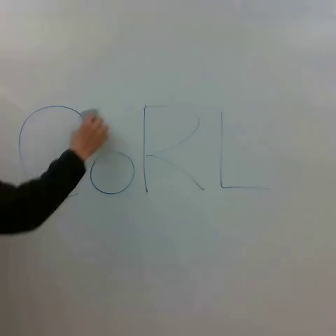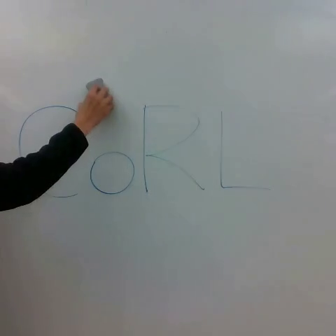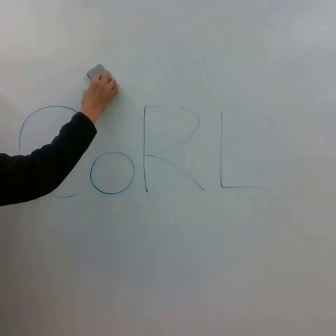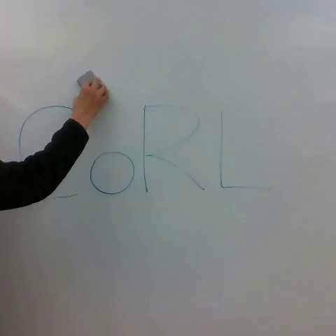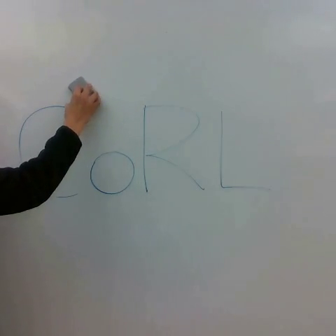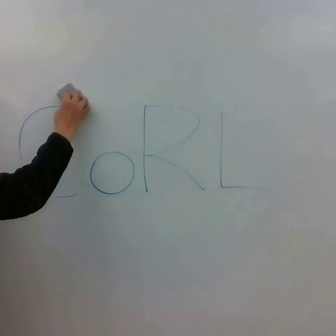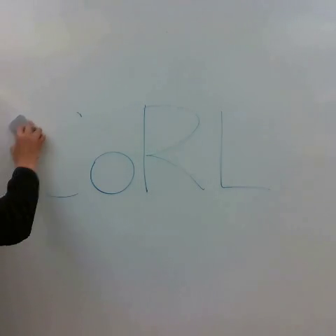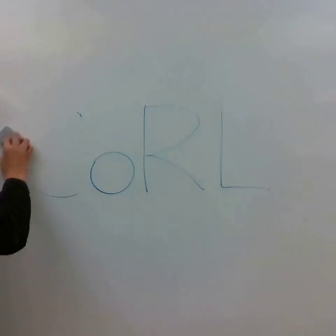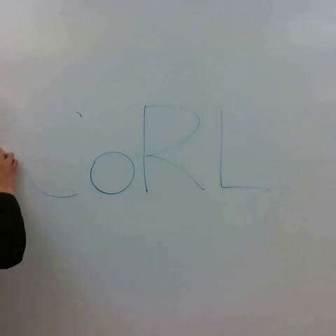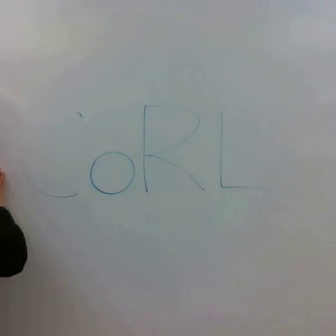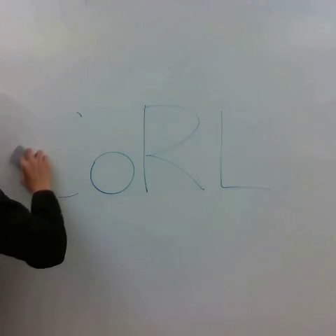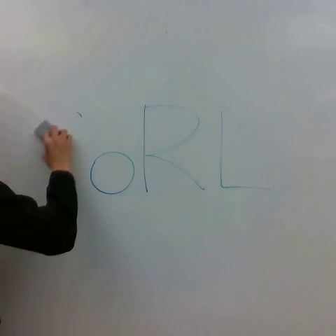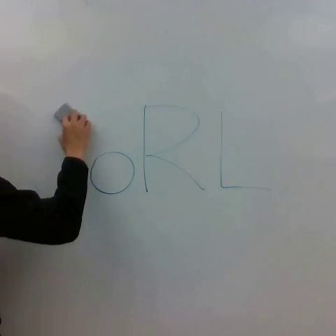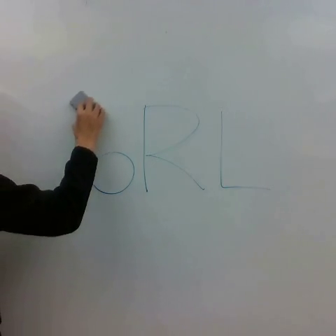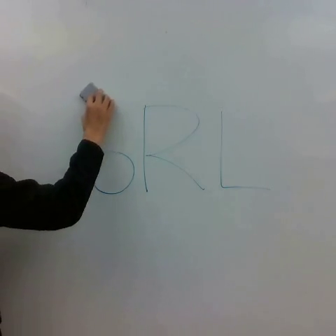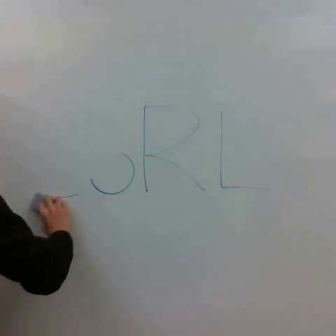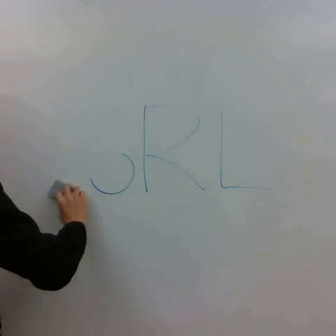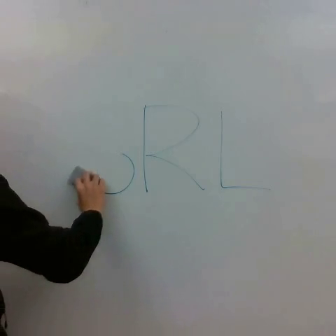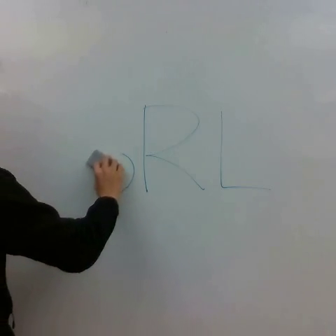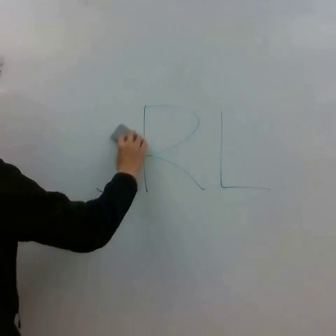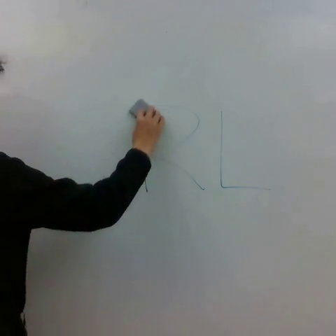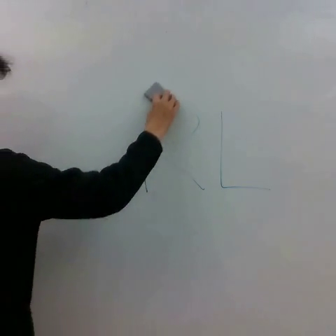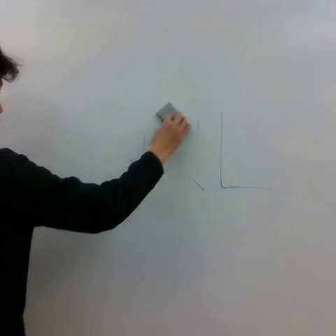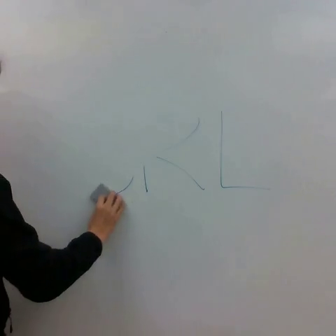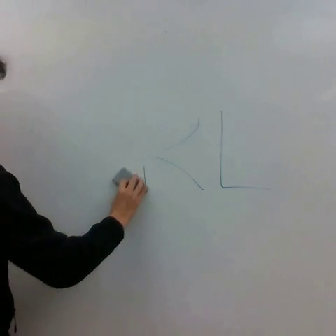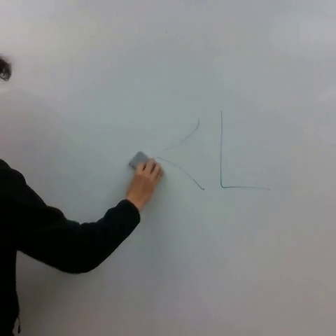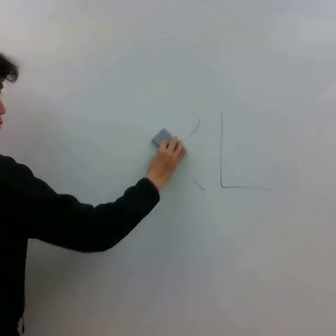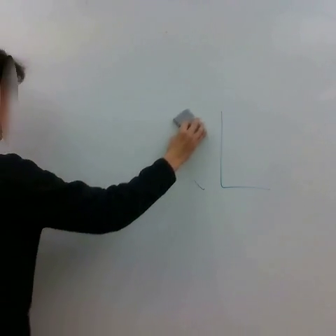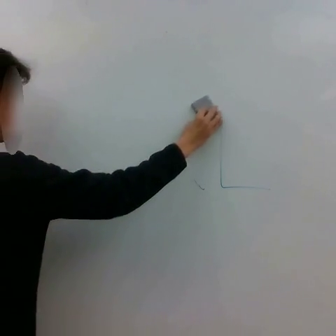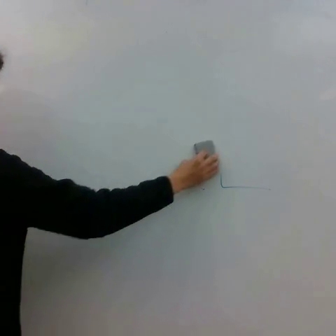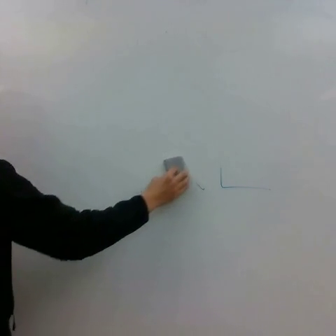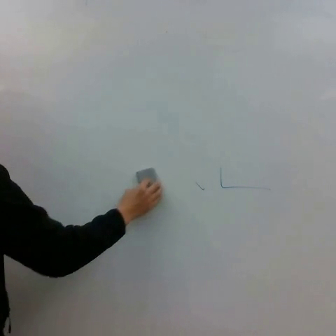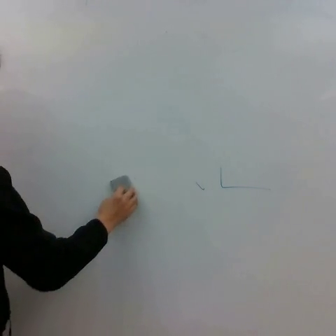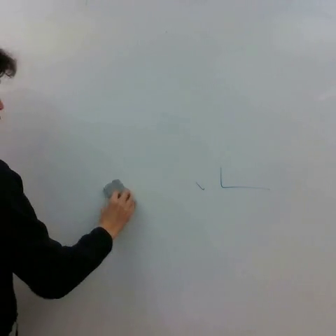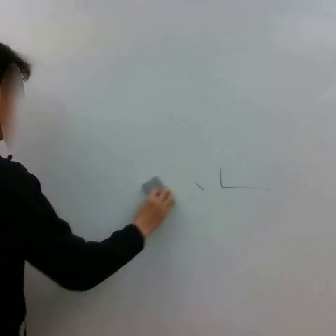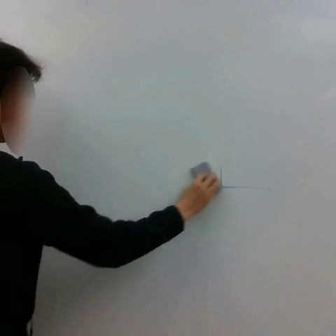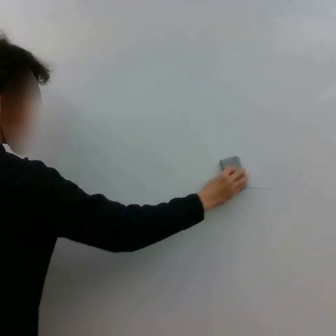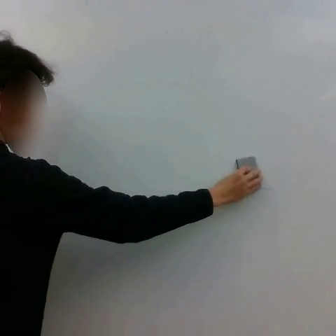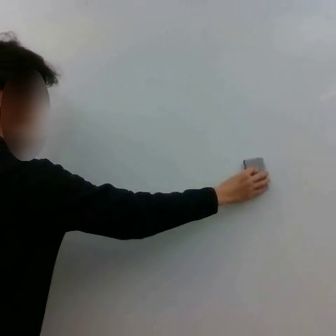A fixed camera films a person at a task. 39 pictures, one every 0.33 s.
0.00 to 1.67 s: The hand goes upward, then to the left and downward.
1.67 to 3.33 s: The hand goes to the left and downward, then to the right, on a counterclockwise arc.
3.33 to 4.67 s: The hand goes to the right and upward.
4.67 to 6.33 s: The hand goes downward and to the left, then to the right and upward.
6.33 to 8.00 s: The hand goes downward and to the left, then to the right and upward.
8.00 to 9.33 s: The hand goes to the right and upward.
9.33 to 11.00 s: The hand goes to the left and downward.
11.00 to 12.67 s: The hand goes to the right.
Task: erase whiteboard.
Motion: move to the right, making diagonal osciallations.
